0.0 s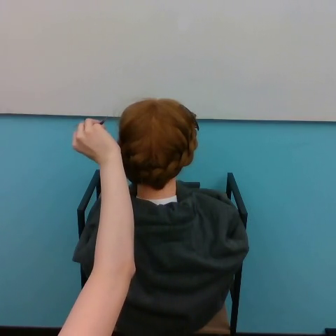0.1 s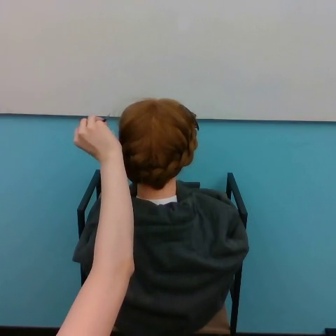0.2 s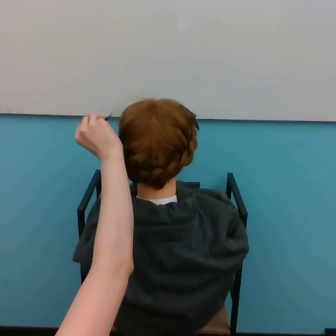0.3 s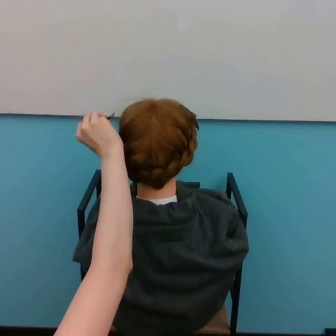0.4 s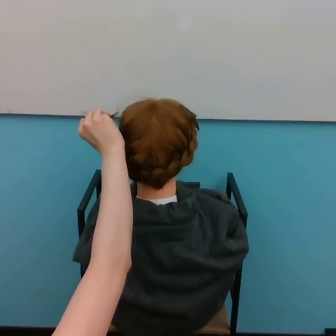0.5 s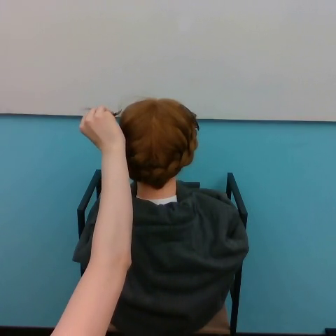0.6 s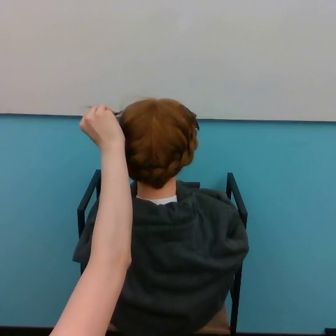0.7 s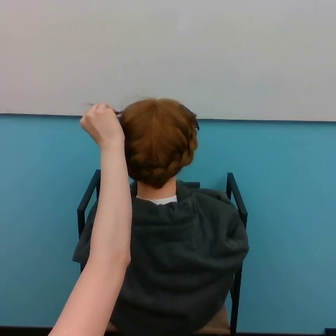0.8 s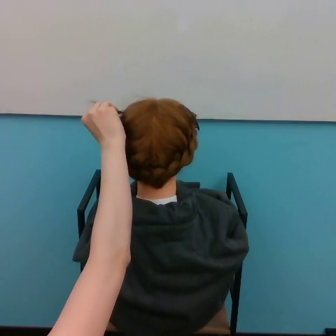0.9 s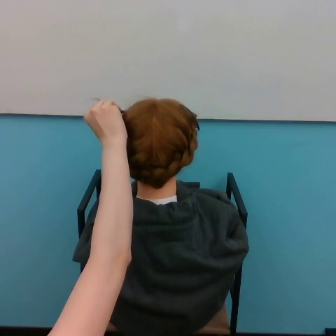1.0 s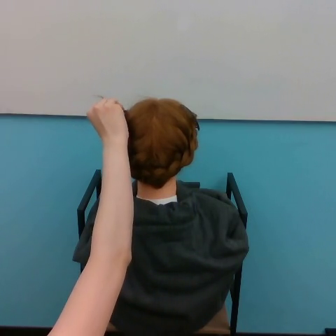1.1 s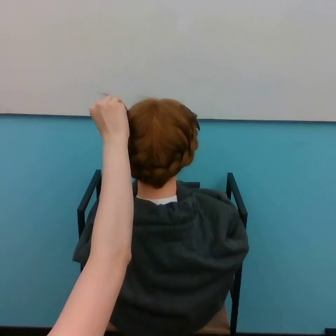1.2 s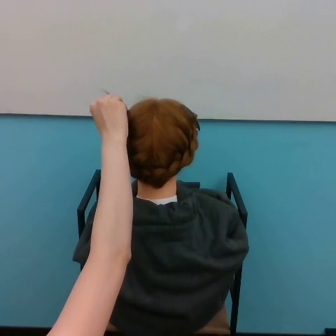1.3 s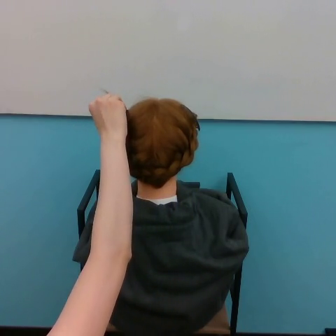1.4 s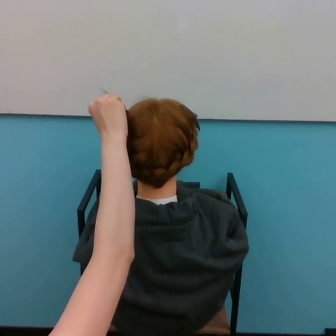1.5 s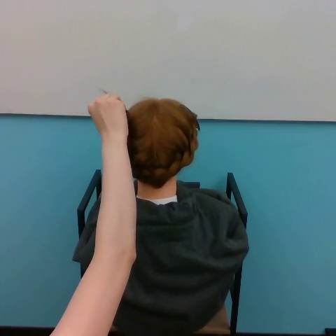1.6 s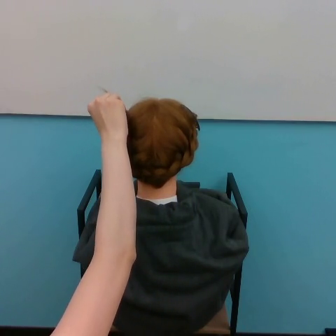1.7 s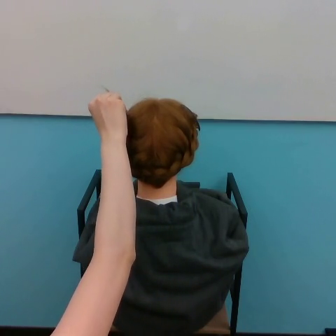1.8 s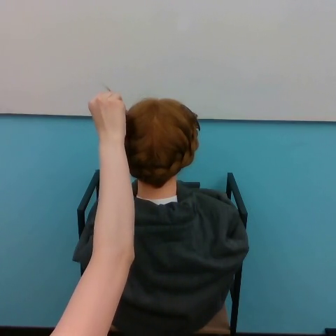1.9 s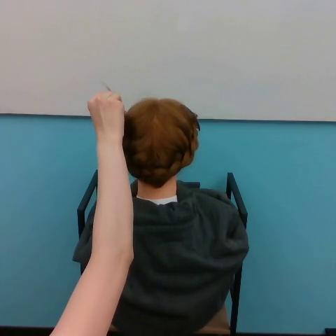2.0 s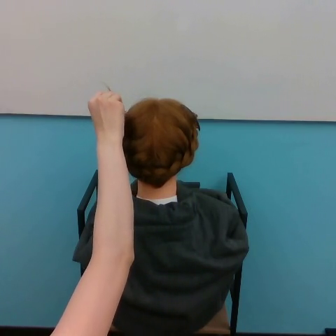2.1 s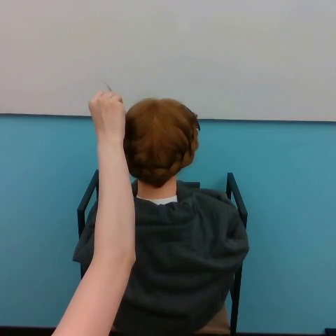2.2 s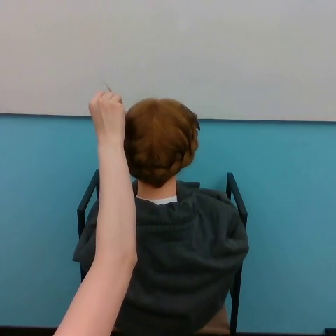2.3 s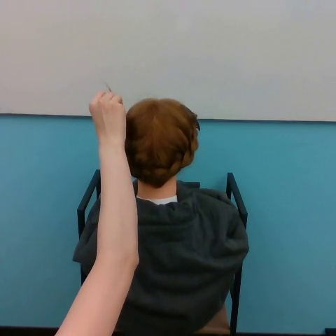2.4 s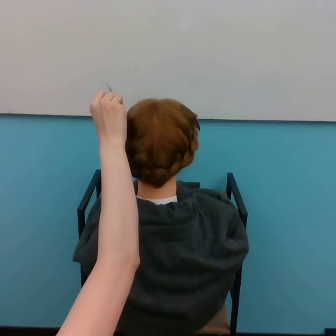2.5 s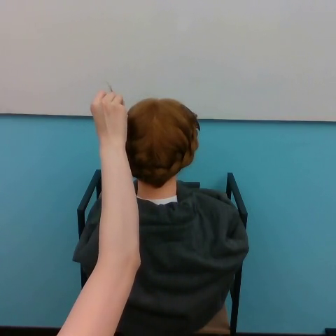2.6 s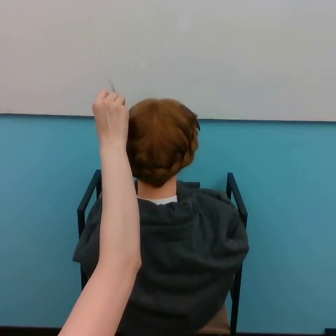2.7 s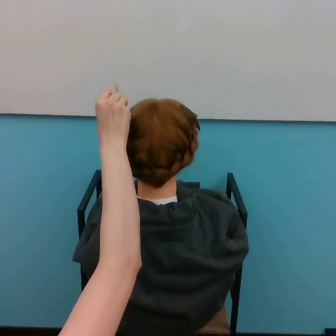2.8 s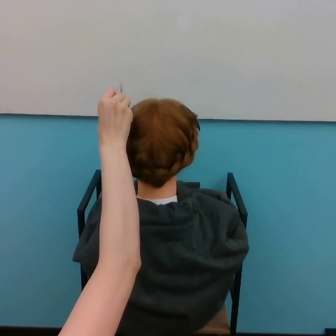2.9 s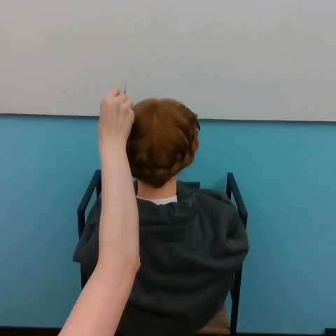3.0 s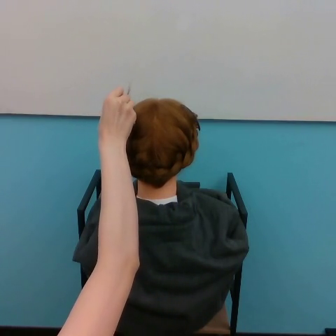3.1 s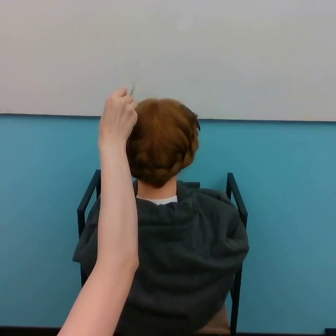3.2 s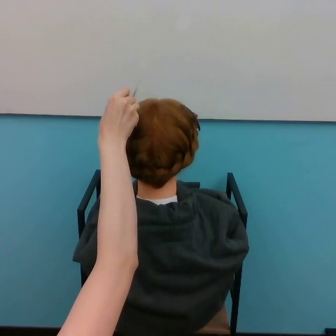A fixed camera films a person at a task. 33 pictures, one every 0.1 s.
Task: style hair.
0.0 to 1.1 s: The hand goes upward and to the right.
1.1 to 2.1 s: The hand moves only a little.
2.1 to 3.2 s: The hand goes to the right.
